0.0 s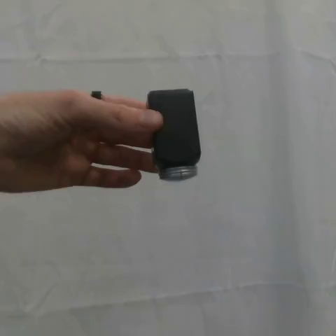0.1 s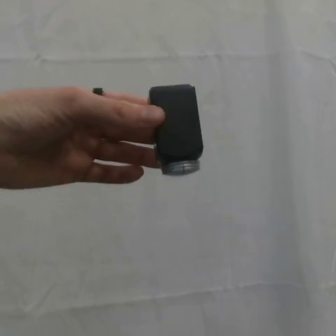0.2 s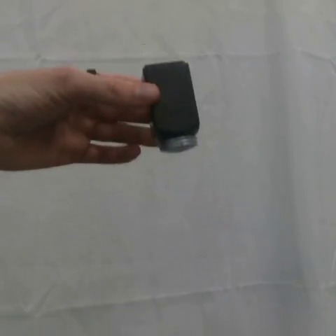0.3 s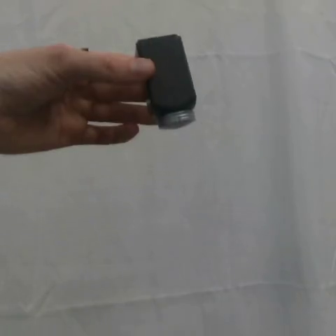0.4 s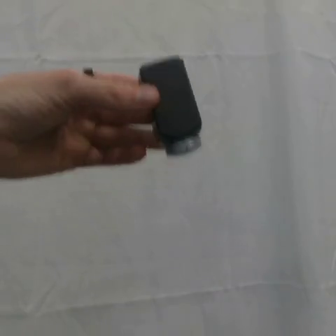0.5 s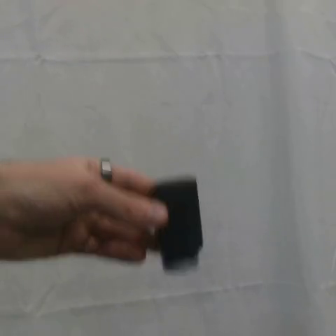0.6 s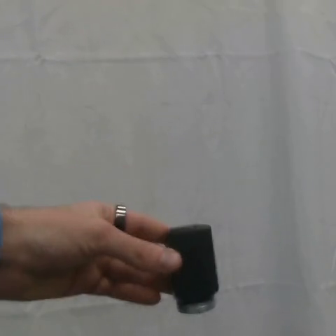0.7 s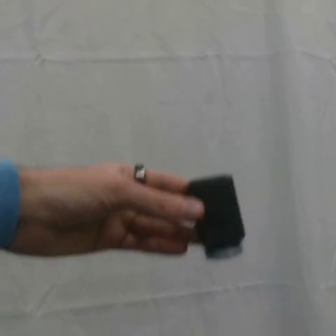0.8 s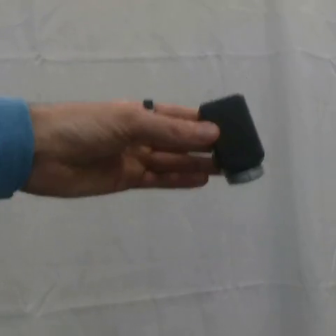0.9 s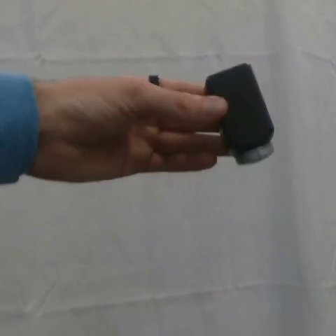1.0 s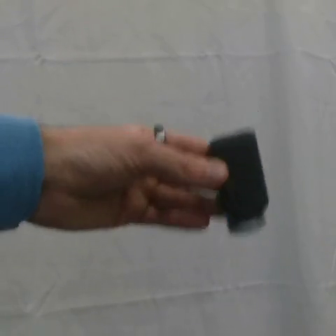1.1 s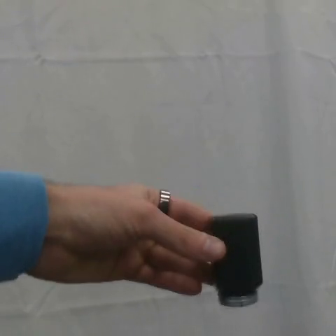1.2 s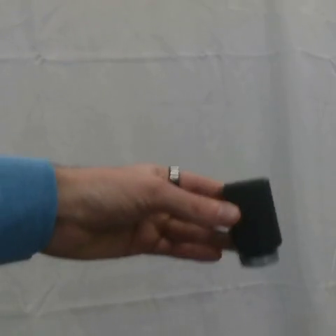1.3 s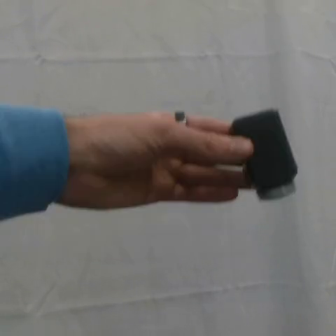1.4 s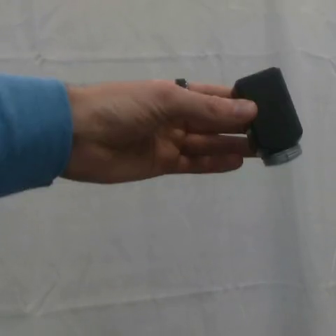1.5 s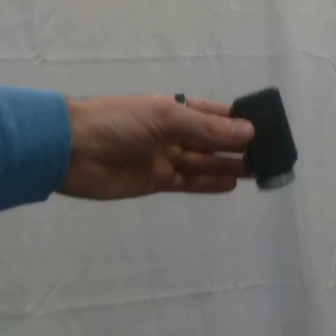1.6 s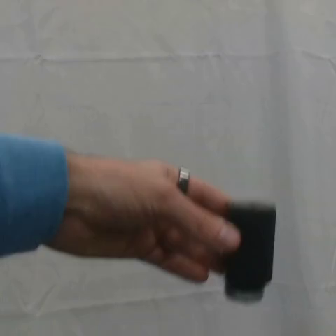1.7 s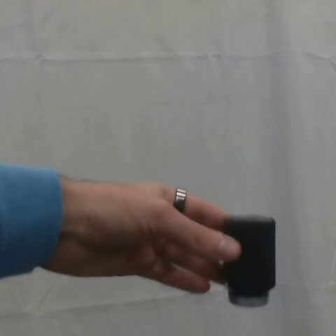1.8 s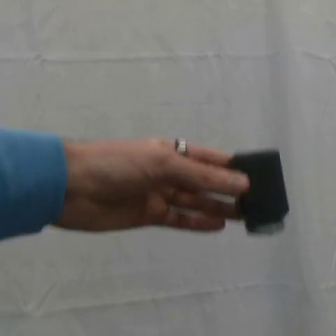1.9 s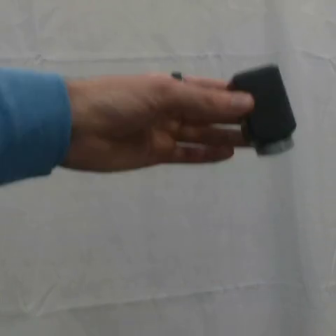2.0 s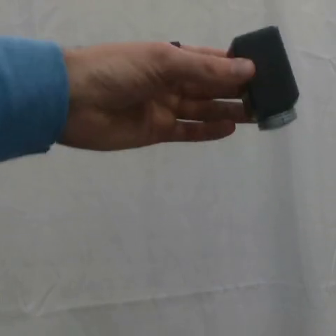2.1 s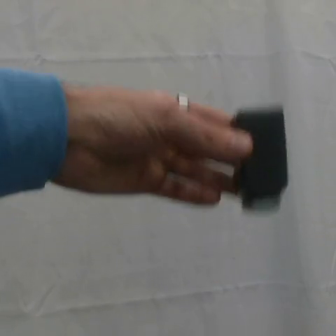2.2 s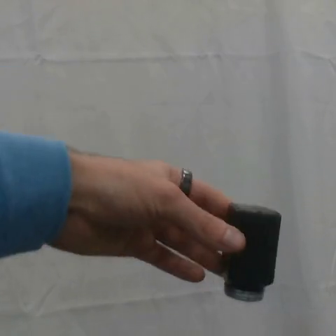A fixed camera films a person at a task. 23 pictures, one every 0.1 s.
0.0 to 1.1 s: The hand goes downward and to the right.
1.1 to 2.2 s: The hand goes upward, then downward.
Task: shake the salt shaker.
Motion: move up and down four times.
